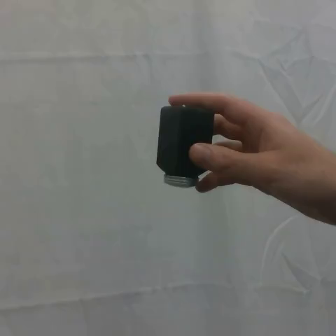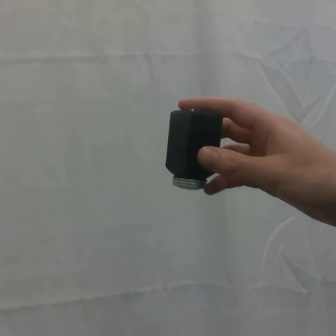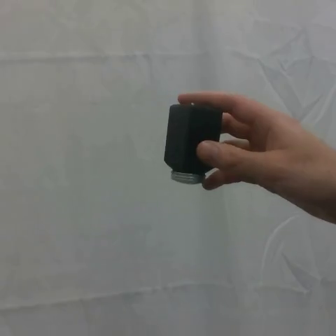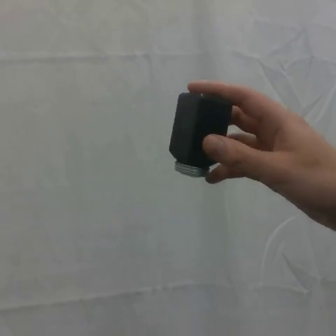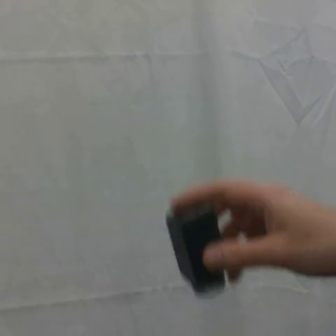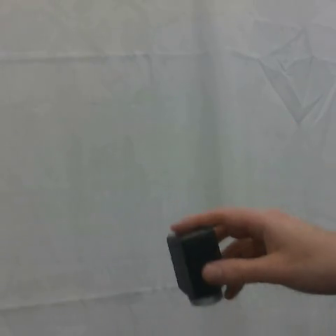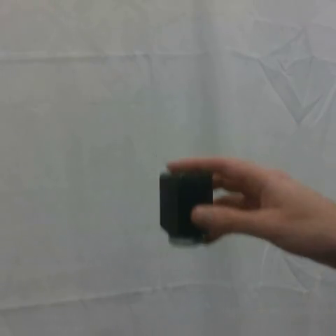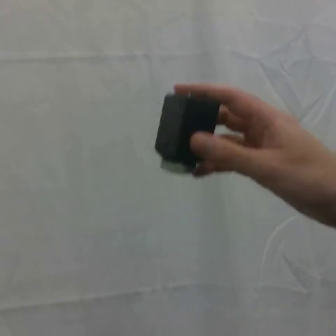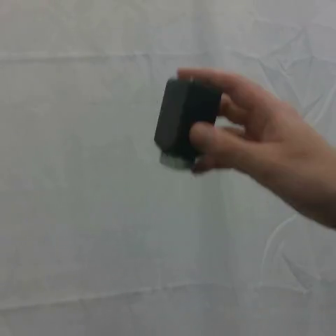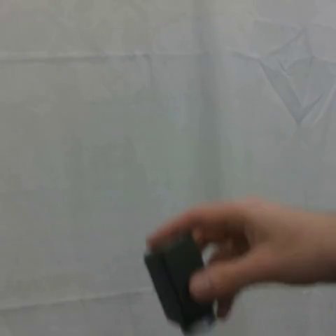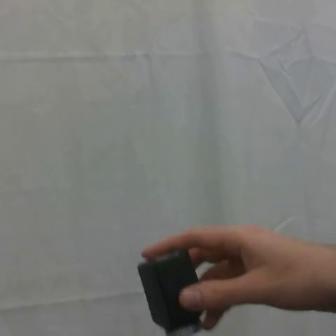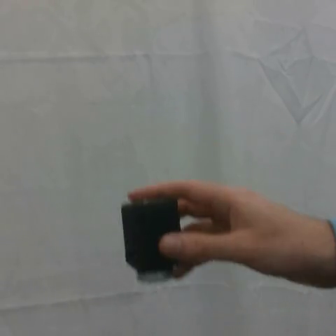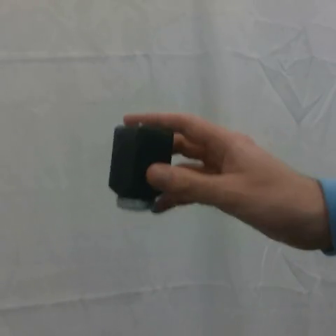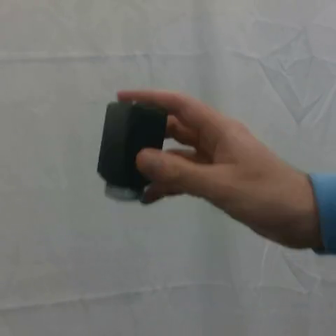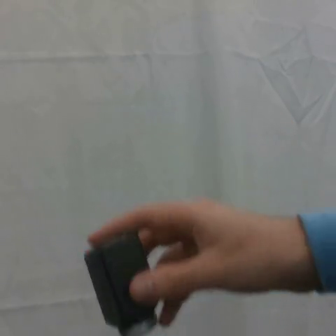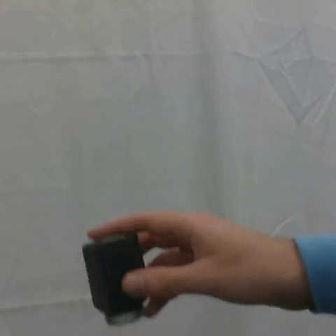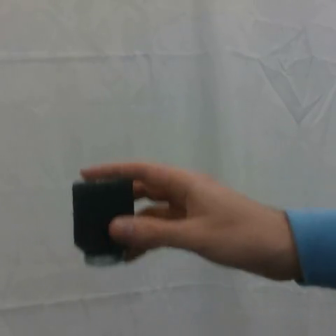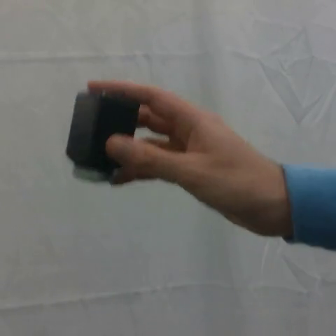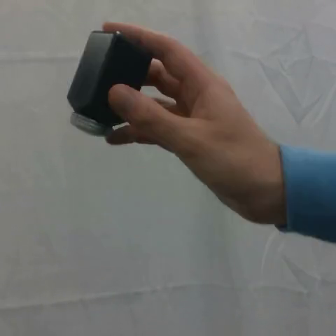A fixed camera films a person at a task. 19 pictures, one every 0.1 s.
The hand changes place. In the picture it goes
to the left.
0.0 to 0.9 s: The hand goes downward.
0.9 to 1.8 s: The hand goes upward and to the left.
Task: shake the salt shaker.
Motion: move up and down four times.
